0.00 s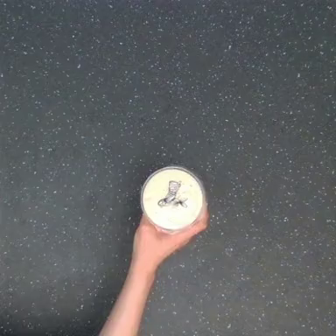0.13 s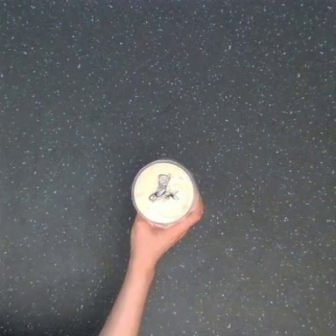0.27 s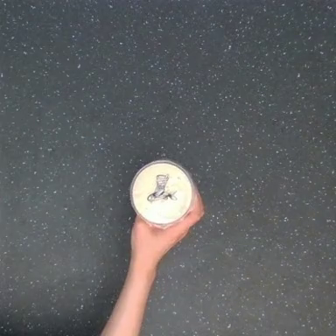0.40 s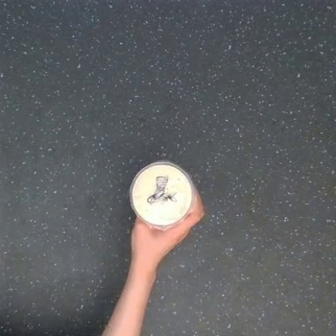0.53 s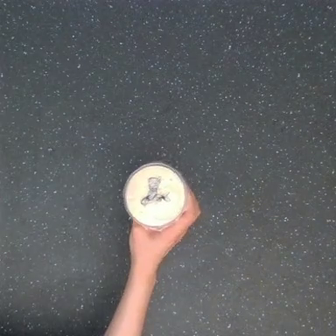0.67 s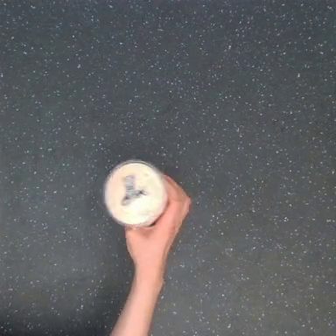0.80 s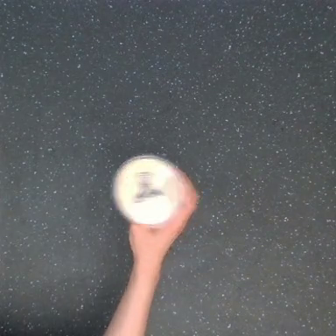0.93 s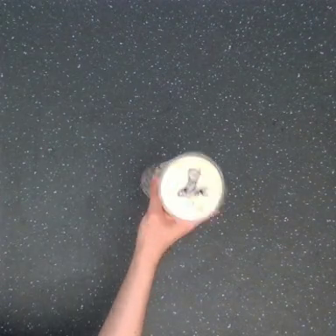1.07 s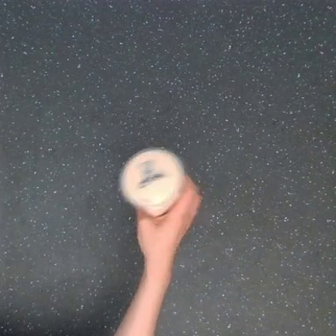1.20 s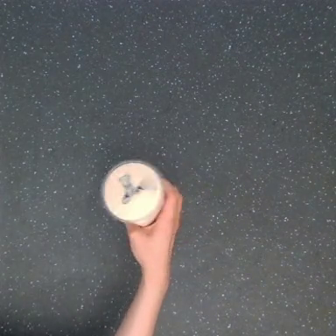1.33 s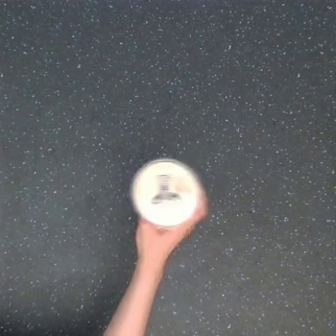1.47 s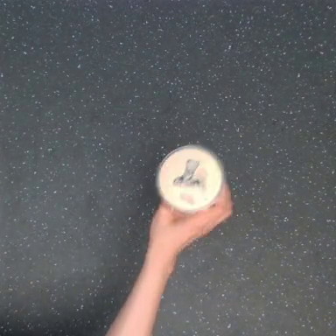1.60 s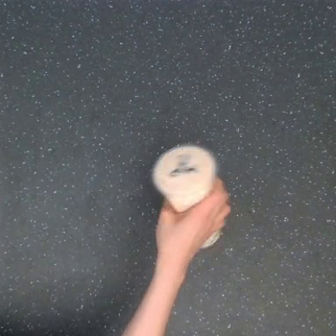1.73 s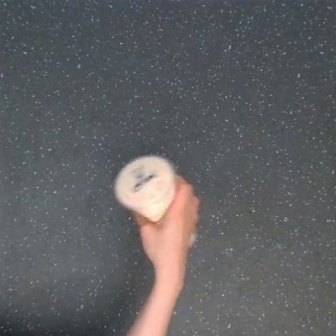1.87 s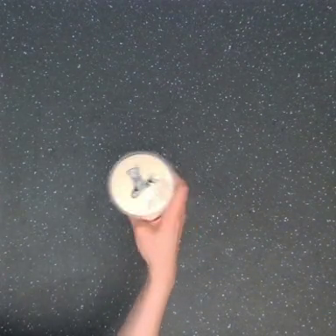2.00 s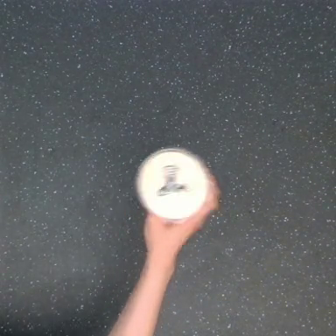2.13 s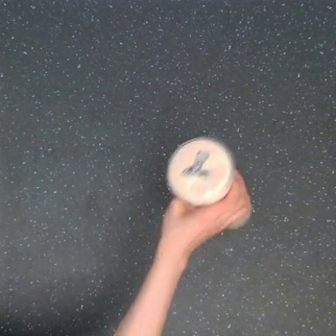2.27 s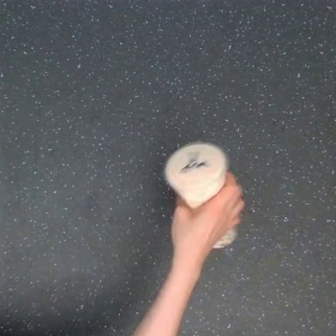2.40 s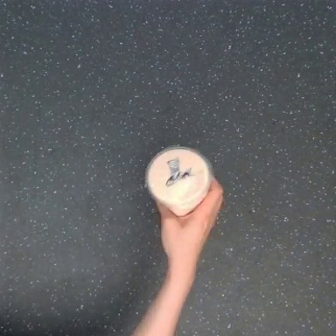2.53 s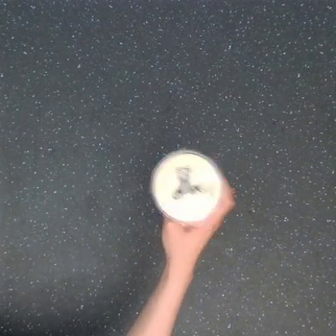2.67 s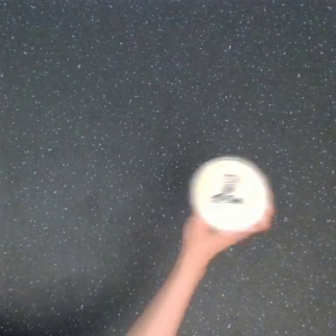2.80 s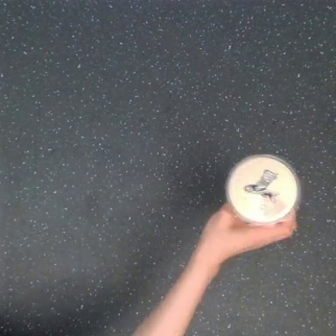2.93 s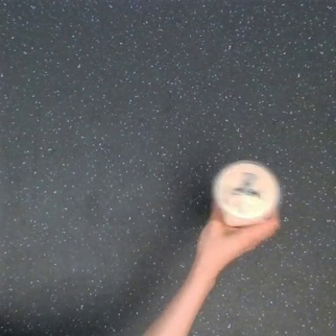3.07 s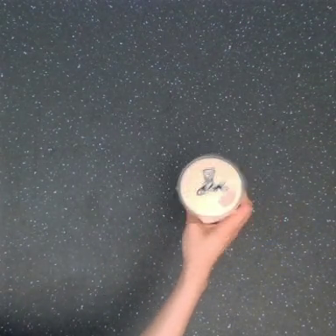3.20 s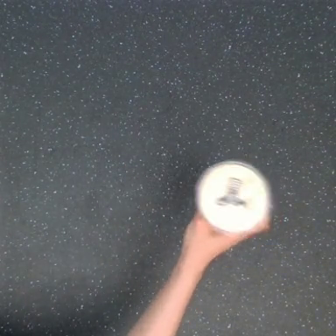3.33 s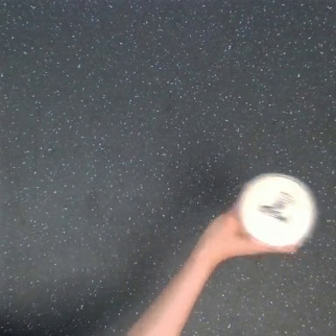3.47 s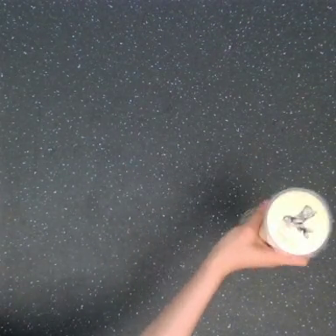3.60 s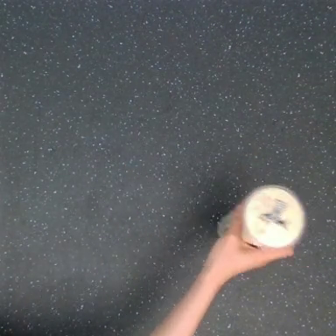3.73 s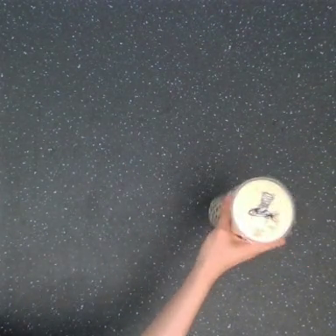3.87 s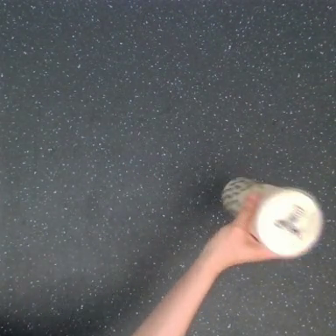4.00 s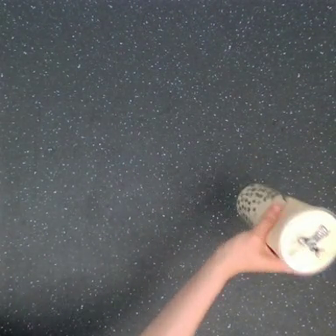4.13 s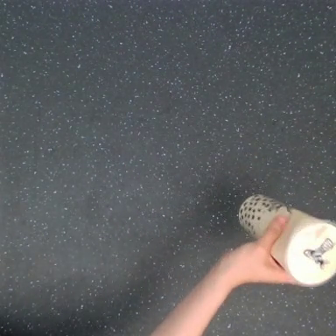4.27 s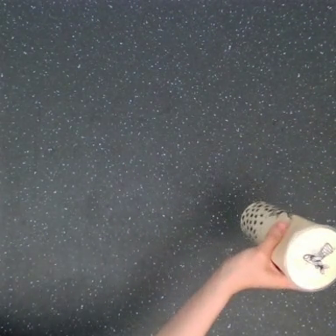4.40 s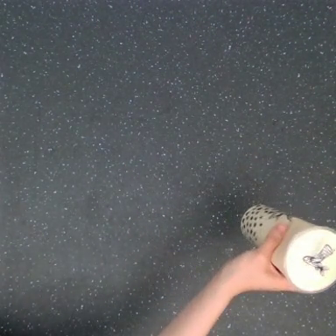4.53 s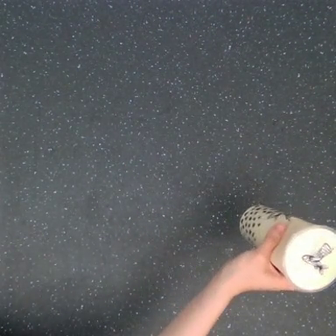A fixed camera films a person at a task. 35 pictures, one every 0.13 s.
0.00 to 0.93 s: The hand goes upward and to the left, then to the right.
0.93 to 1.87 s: The hand goes to the right, then to the left.
1.87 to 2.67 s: The hand goes to the right.
2.67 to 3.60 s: The hand goes to the right and downward.
3.60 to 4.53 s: The hand goes to the right.
Task: shake the boba.
Motion: move to the right, while making circular motions.
